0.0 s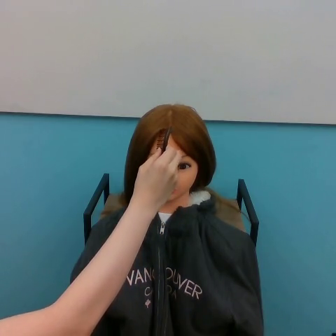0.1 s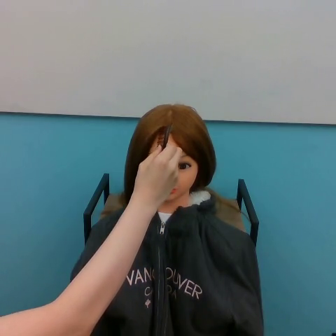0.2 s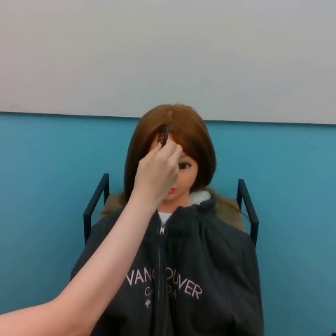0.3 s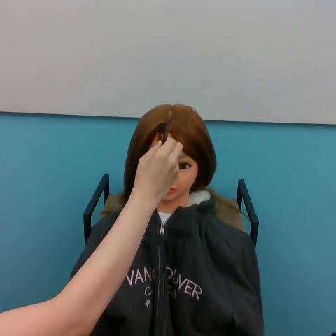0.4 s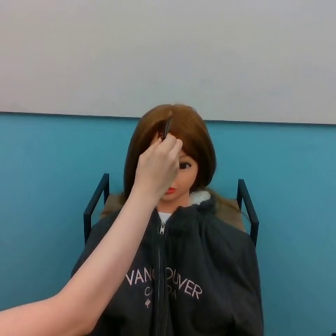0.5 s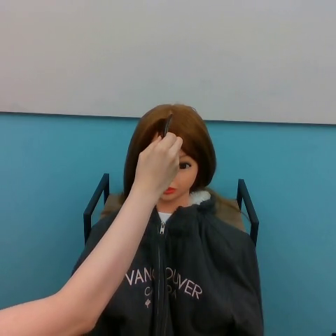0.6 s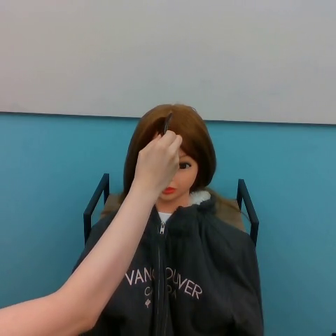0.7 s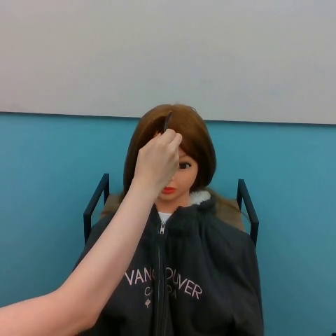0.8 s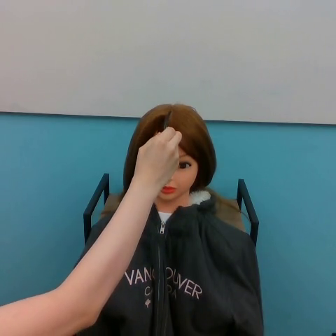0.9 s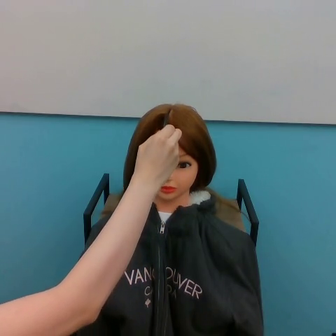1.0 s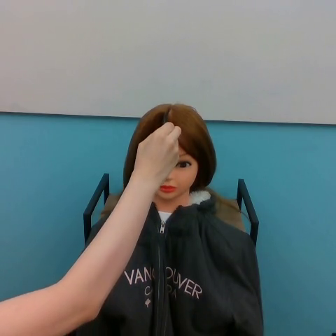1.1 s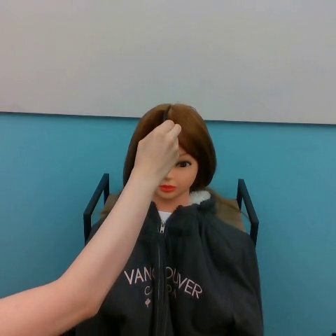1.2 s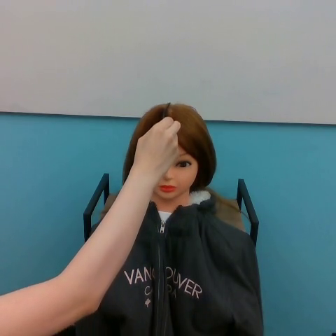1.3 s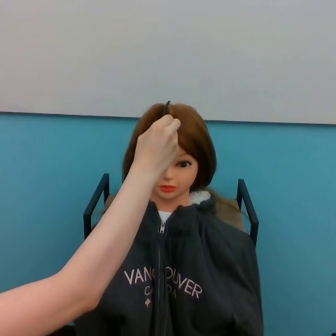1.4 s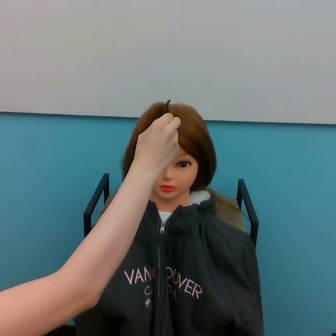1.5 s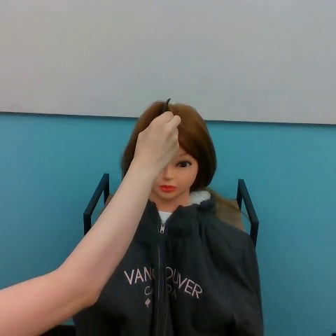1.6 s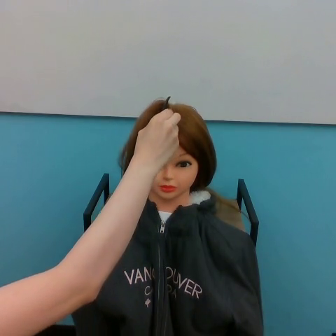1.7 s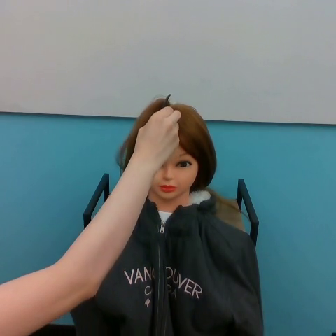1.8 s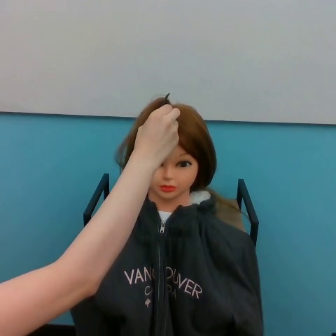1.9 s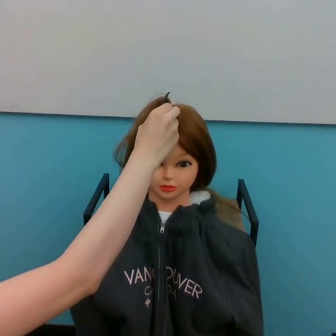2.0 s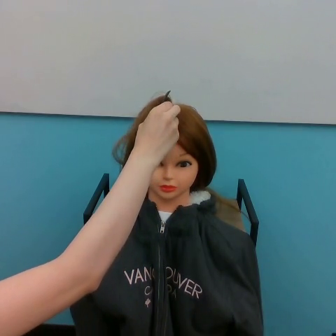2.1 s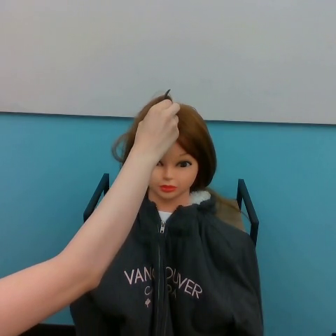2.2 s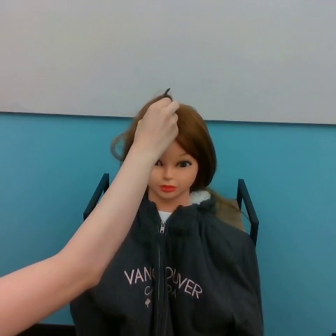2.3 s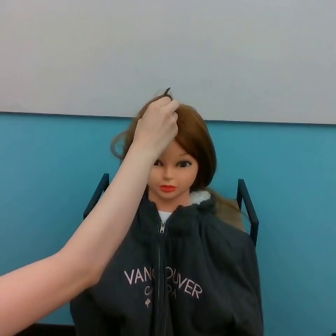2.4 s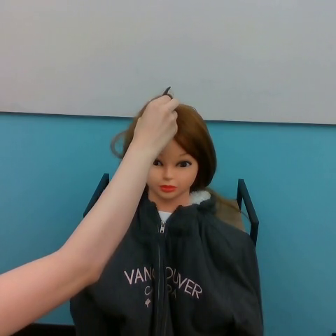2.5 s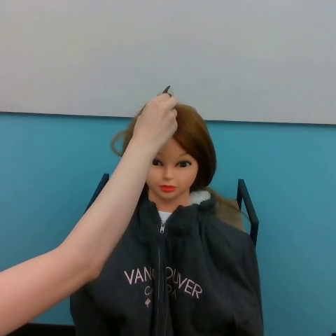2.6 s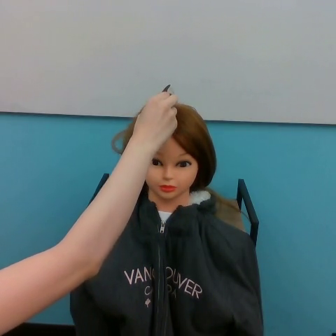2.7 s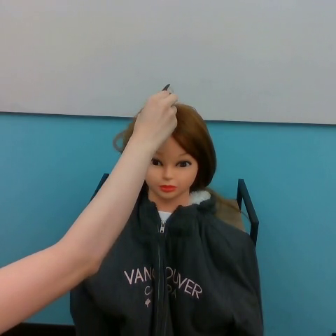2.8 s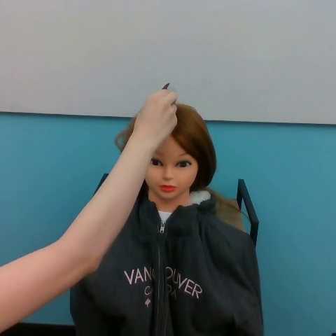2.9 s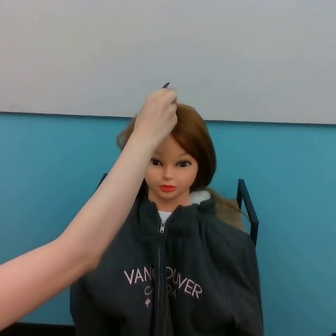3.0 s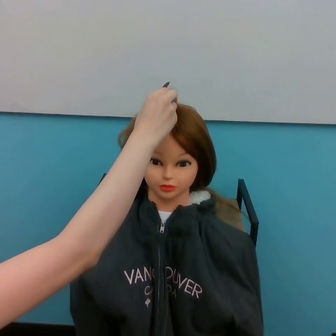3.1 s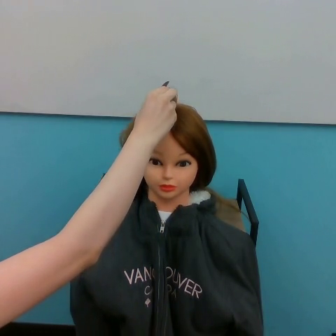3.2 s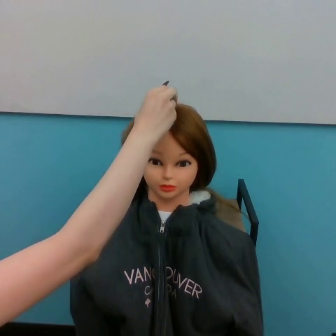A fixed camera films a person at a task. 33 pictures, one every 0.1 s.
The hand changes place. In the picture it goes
upward.
0.0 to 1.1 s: The hand goes upward.
1.1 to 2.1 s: The hand goes upward.
2.1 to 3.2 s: The hand goes upward.
Task: part hair.
